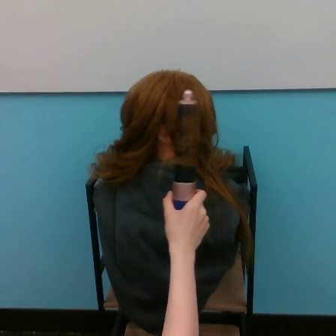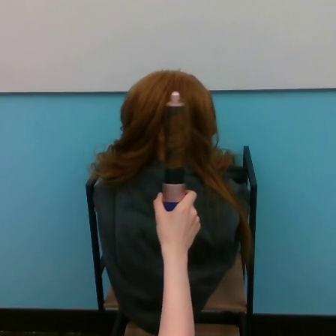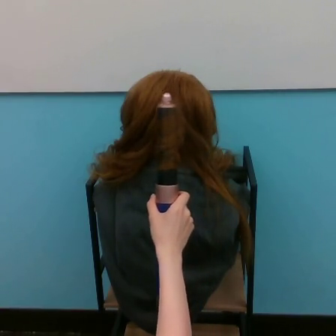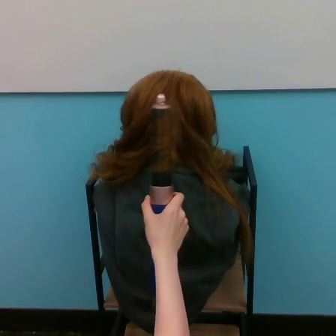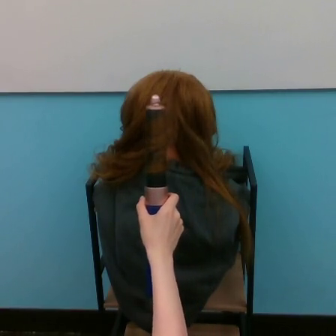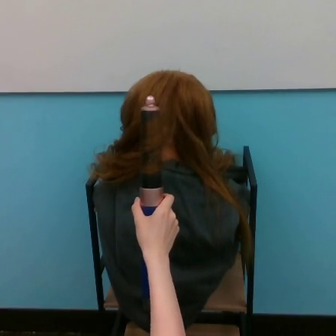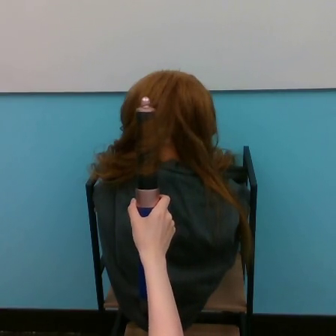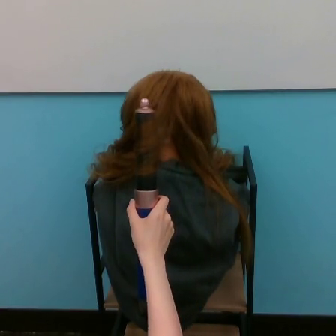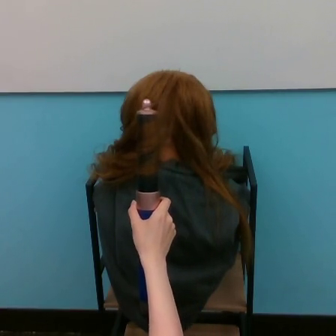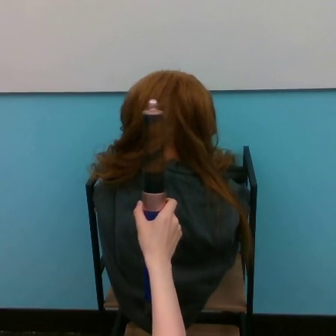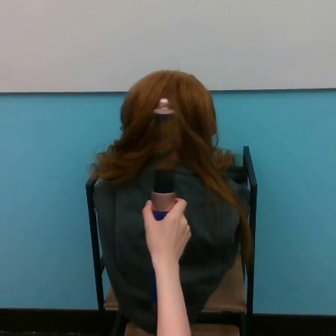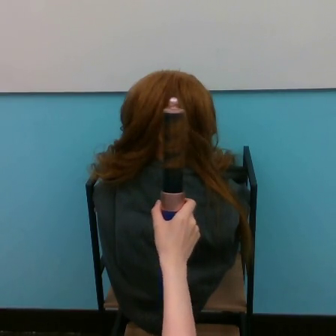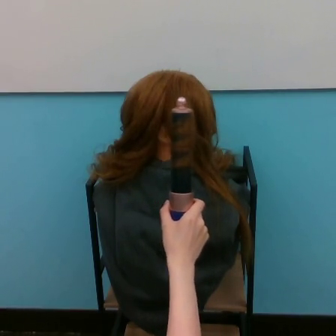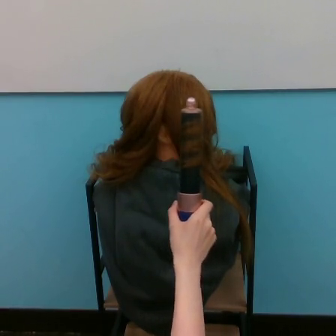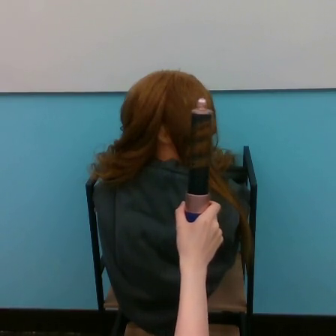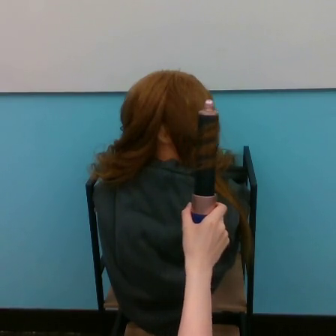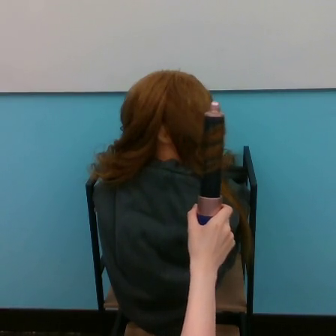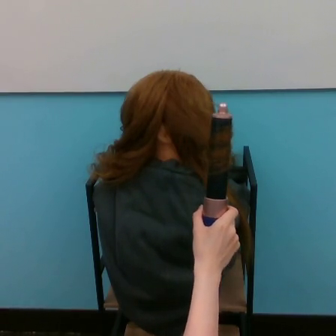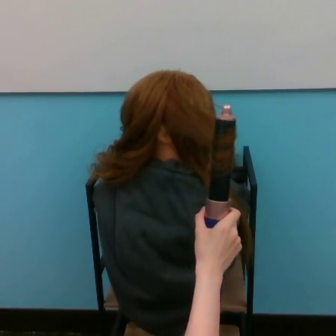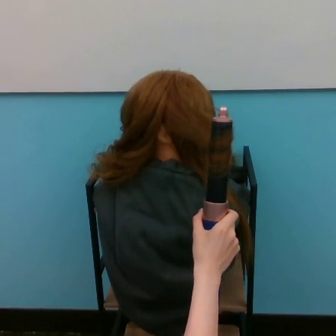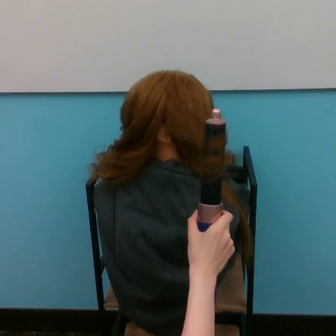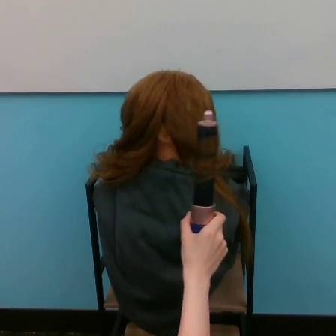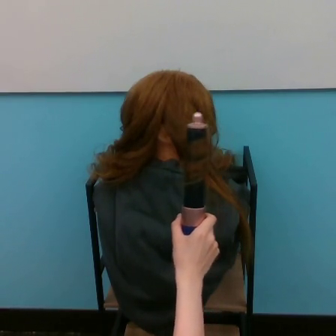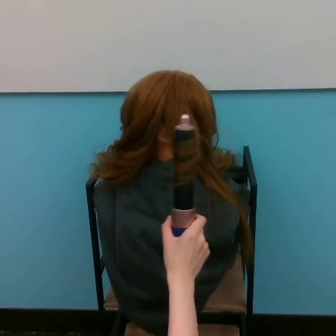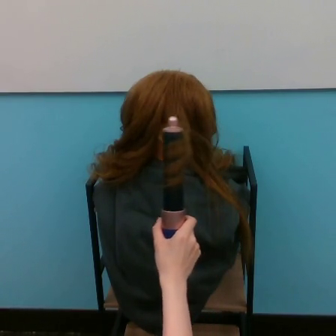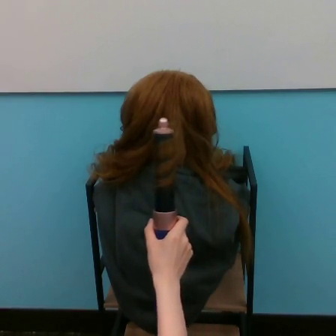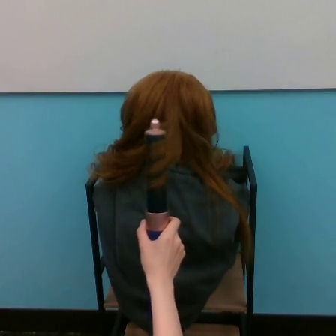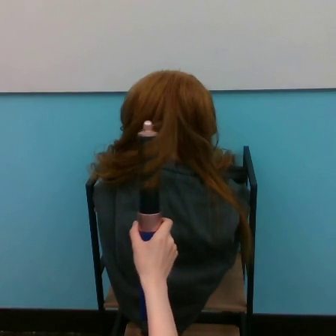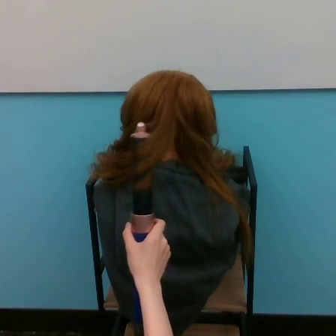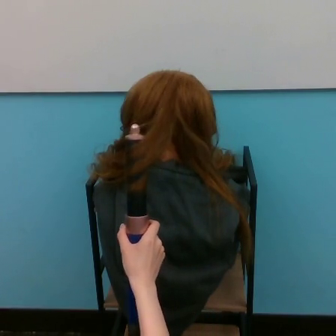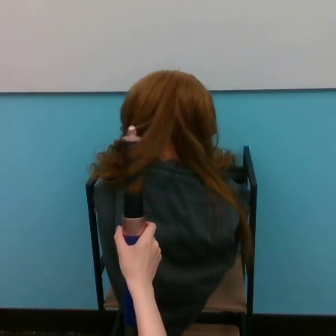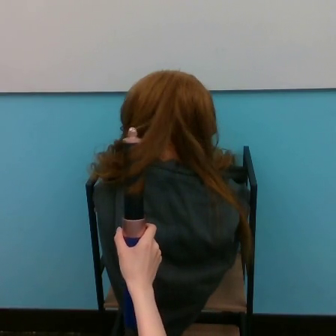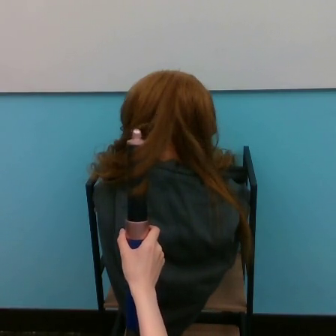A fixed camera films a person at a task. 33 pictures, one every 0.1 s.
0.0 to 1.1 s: The hand goes to the left, then to the right.
1.1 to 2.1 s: The hand goes to the right, then to the left.
2.1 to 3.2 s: The hand goes to the left.
Task: curl hair.
